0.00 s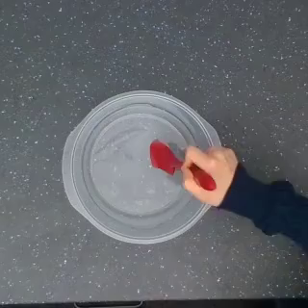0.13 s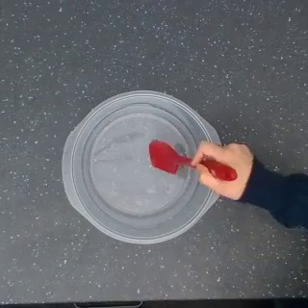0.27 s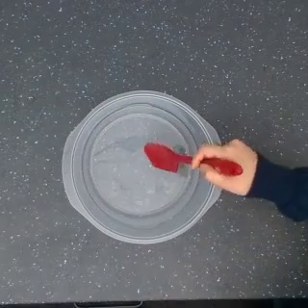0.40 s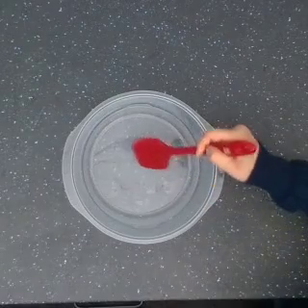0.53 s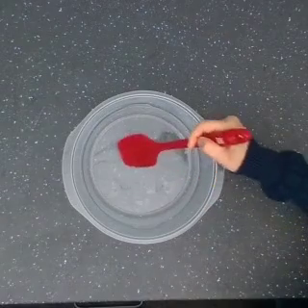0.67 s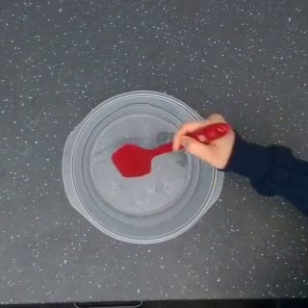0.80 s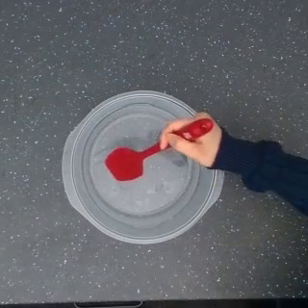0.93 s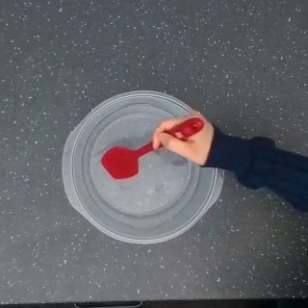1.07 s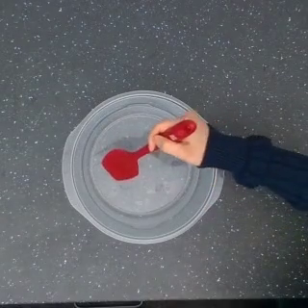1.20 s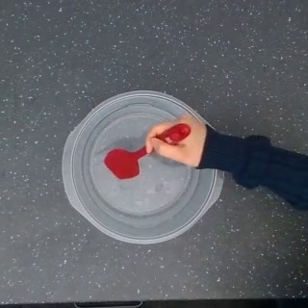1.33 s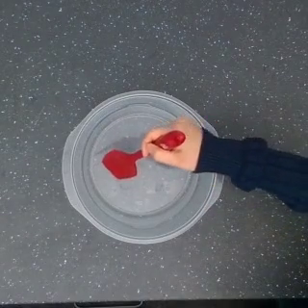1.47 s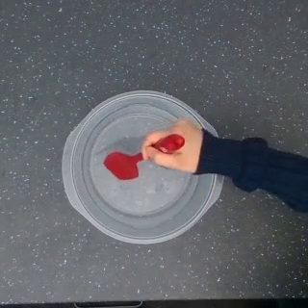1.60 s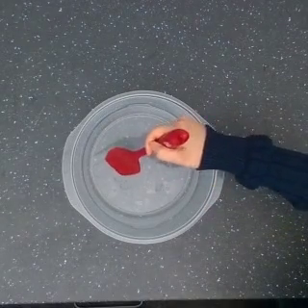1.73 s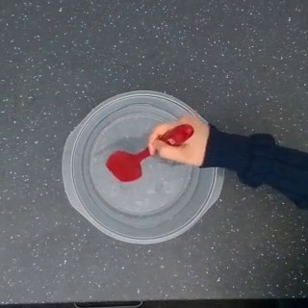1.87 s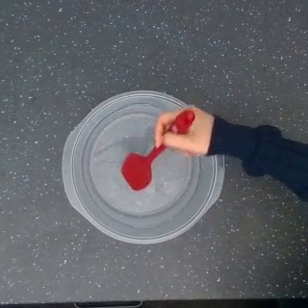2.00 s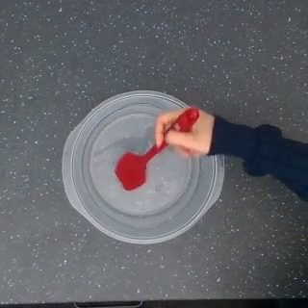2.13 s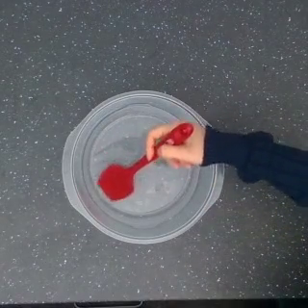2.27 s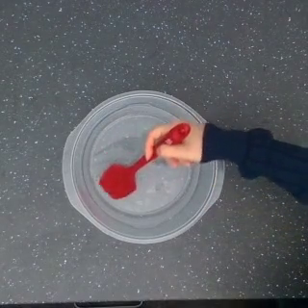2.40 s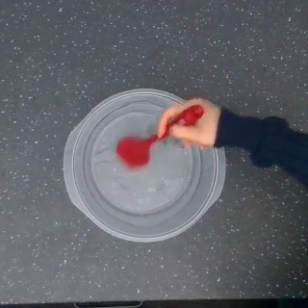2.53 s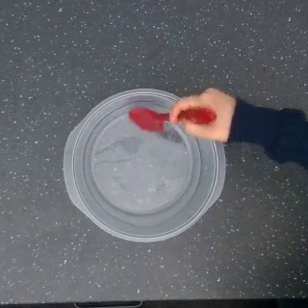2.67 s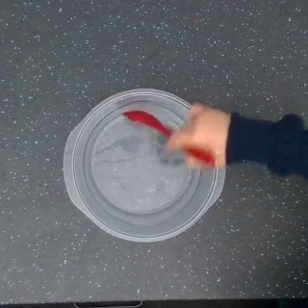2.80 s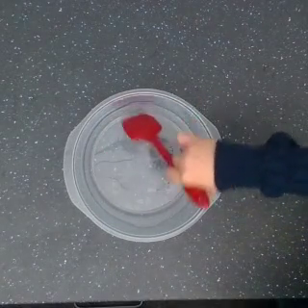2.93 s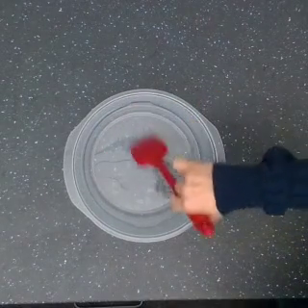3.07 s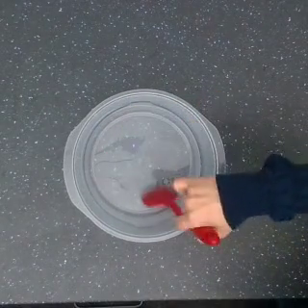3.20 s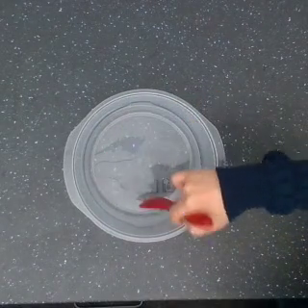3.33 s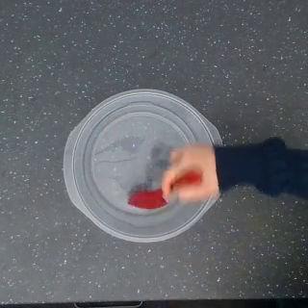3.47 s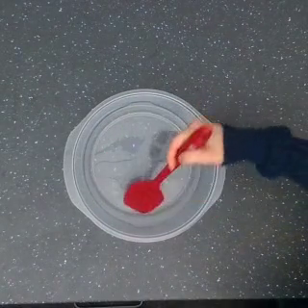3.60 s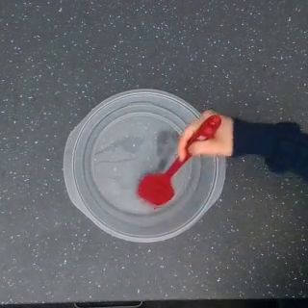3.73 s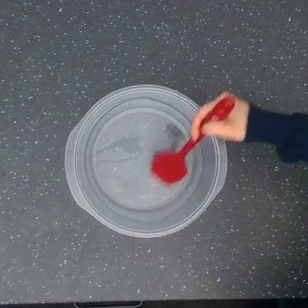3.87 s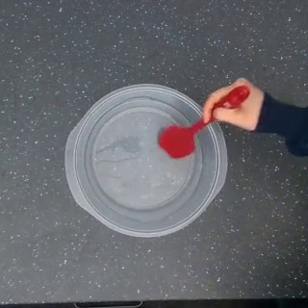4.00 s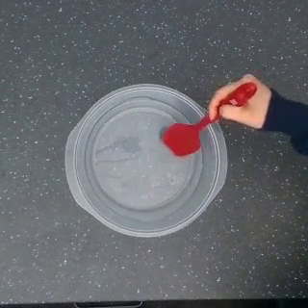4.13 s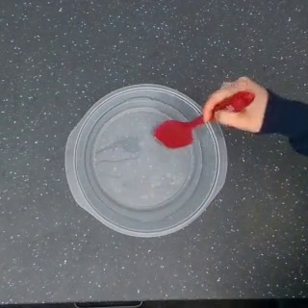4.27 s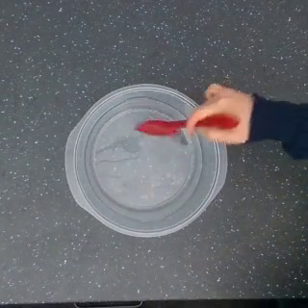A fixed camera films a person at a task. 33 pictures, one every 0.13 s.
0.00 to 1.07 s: The hand goes to the left and upward.
1.07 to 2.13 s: The hand moves only a little.
2.13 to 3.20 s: The hand goes downward.
3.20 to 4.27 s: The hand goes upward, then to the left.
Task: stir.
Motion: move to the left shortly, and vertically move down and up.
